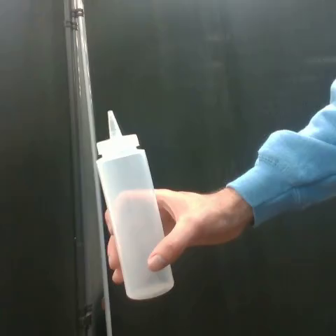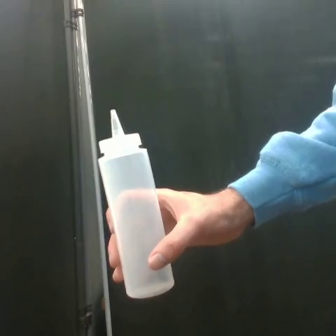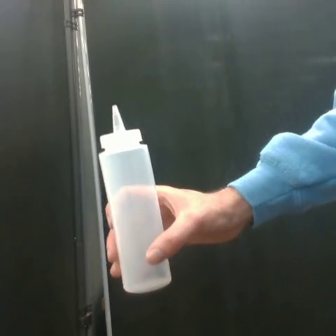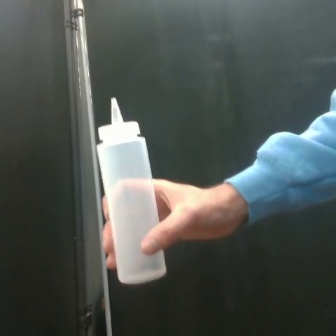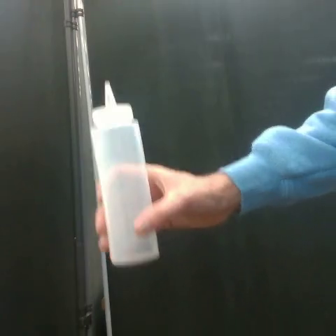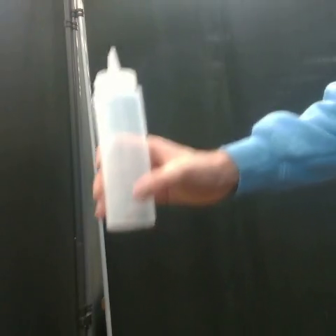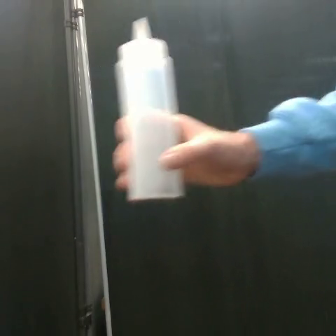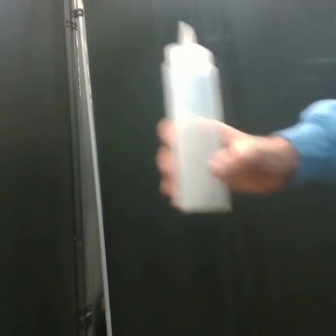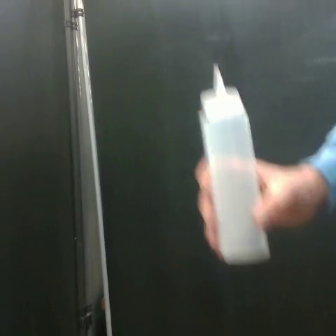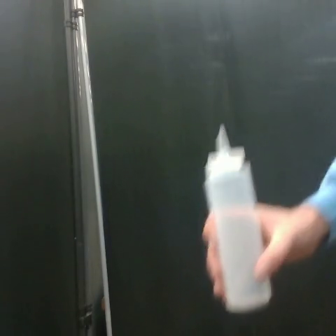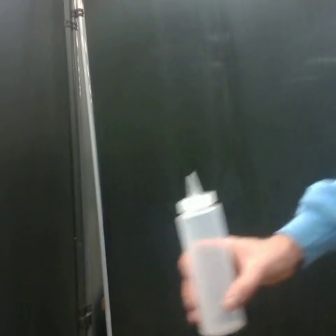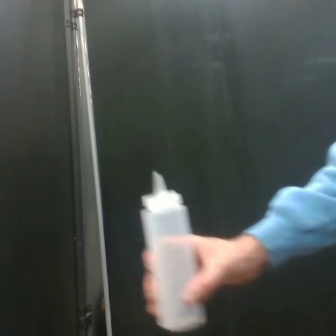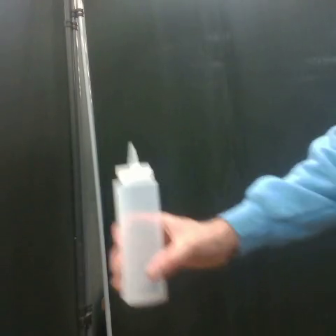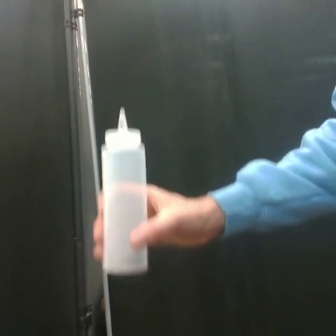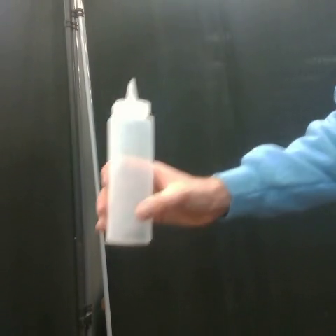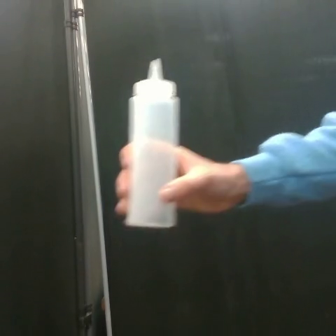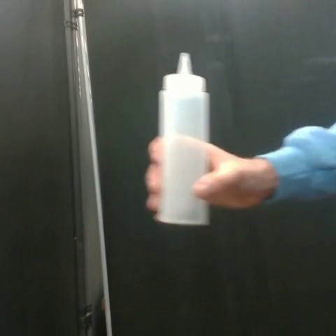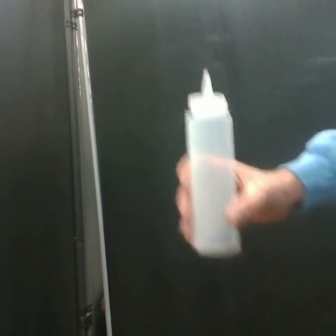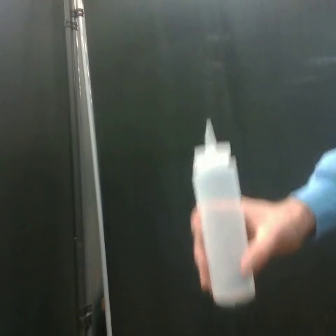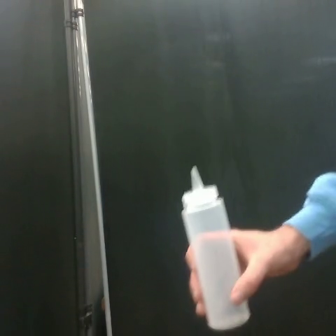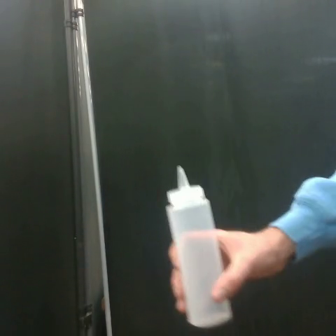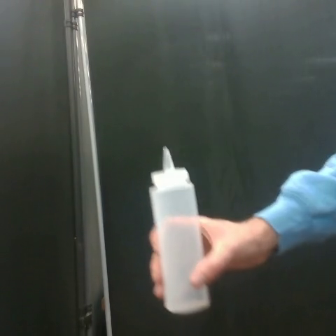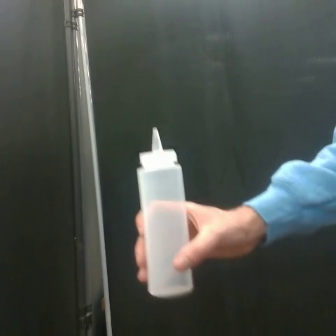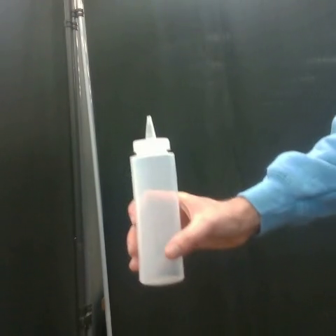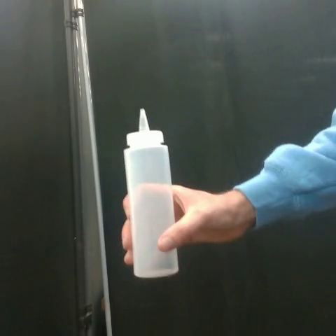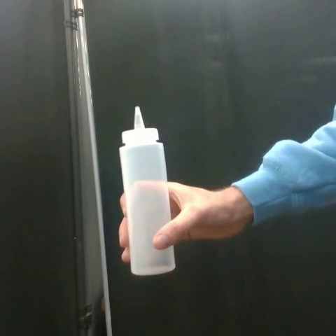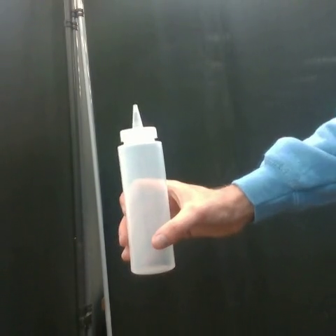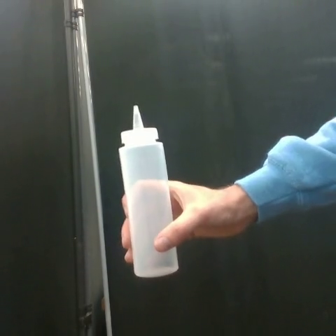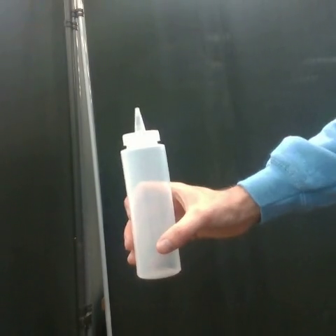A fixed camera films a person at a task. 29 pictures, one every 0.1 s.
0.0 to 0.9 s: The hand goes upward and to the right, then downward, on a clockwise arc.
0.9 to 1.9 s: The hand goes to the left and upward, then to the right and downward, on a clockwise arc.
1.9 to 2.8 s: The hand goes to the left and upward.
In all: It circles clockwise, turning through about 720 degrees.
Task: shake the condiment dispenser.
Motion: make 2 circular motions clockwise.
